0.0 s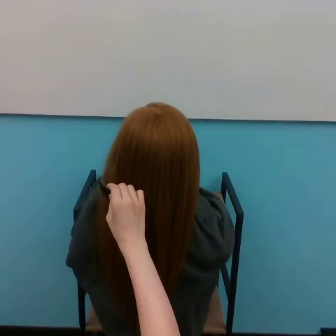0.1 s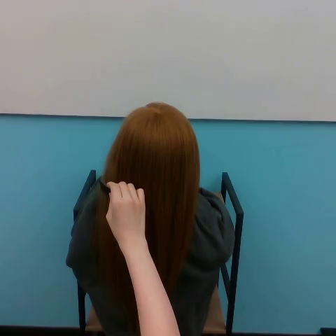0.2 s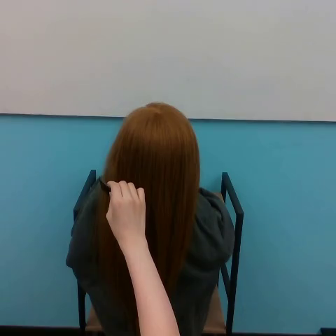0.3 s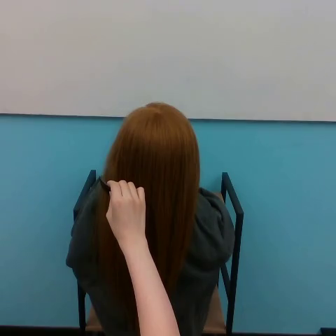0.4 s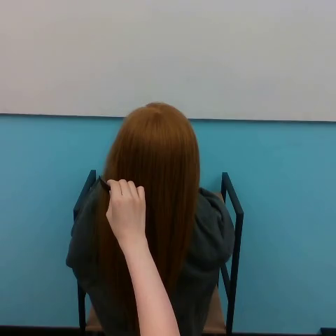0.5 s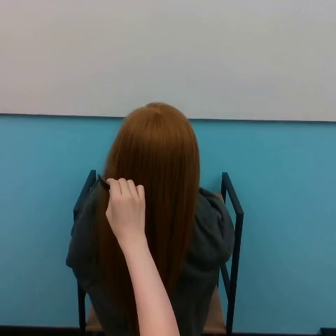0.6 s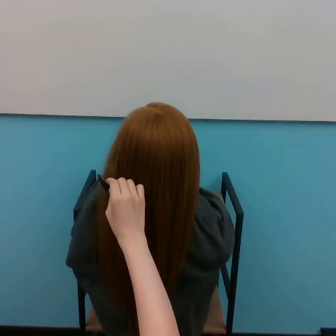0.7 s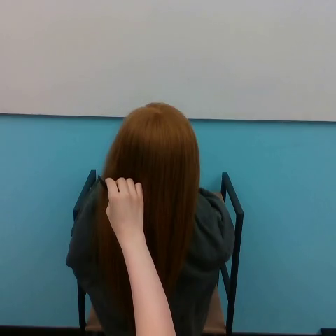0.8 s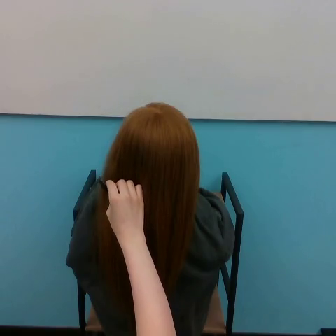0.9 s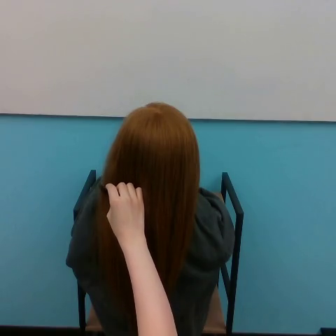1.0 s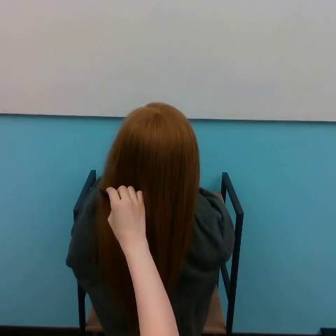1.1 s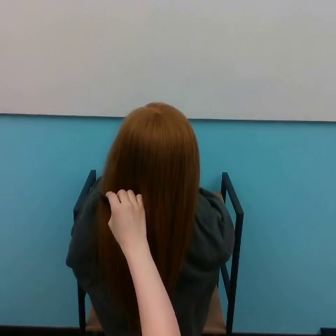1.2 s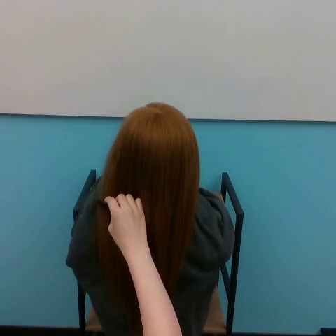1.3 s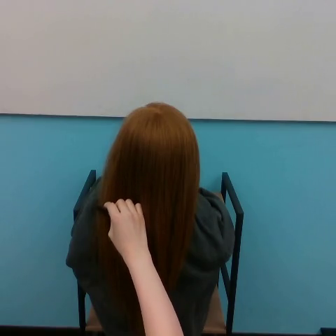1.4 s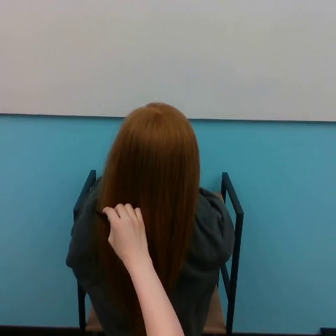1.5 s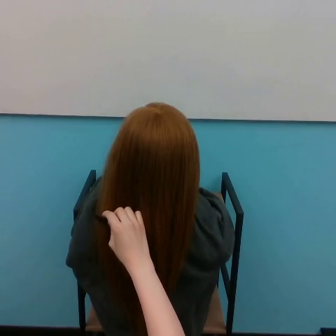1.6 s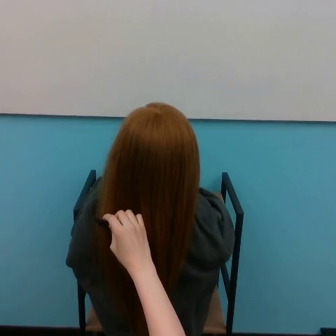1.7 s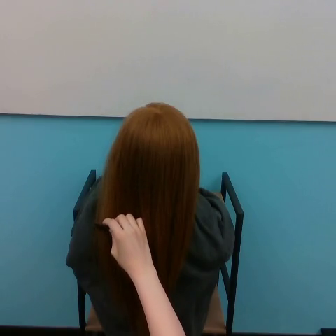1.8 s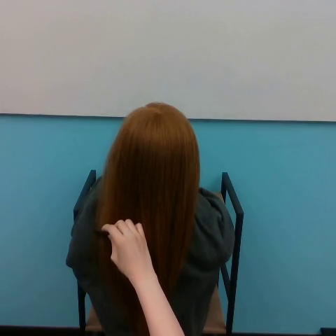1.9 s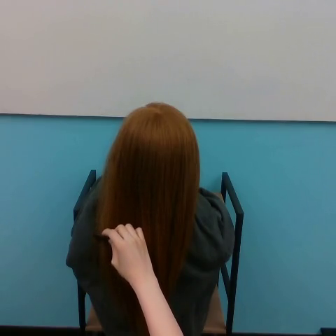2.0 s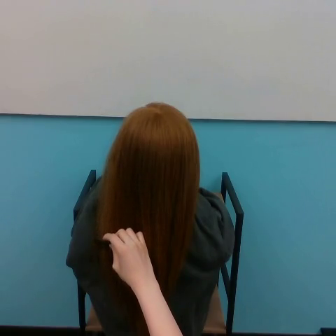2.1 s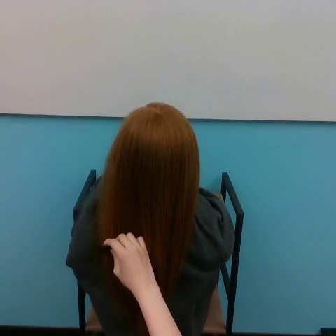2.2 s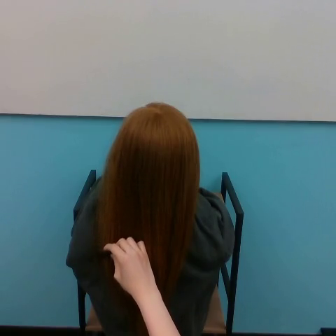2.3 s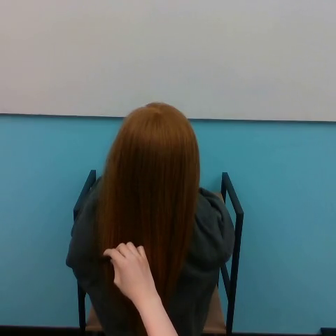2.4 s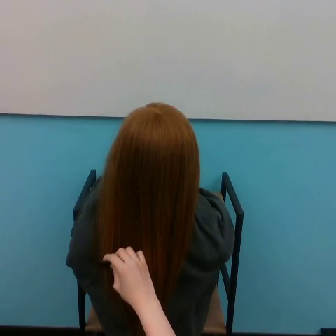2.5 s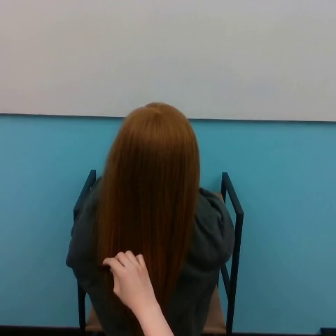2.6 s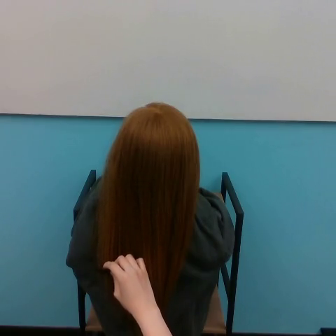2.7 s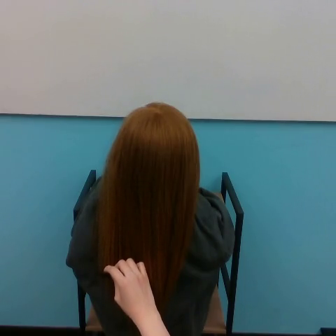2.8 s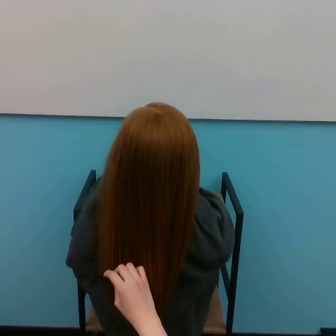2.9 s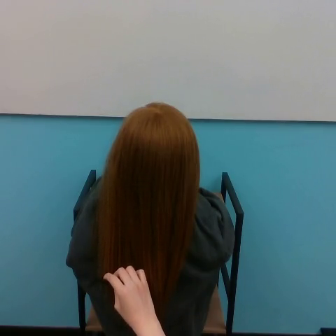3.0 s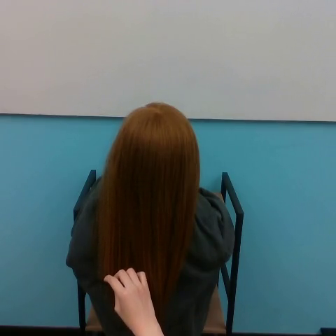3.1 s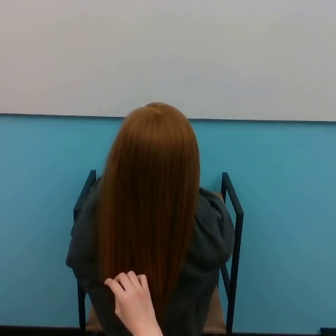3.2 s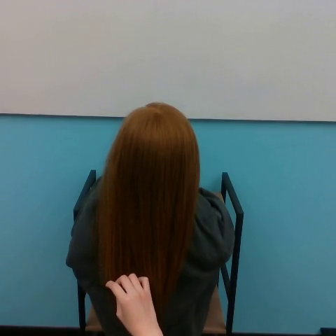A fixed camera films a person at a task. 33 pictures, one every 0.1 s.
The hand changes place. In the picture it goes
downward.
0.0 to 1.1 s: The hand moves only a little.
1.1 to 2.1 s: The hand goes downward.
2.1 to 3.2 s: The hand goes downward.
Task: brush hair.
